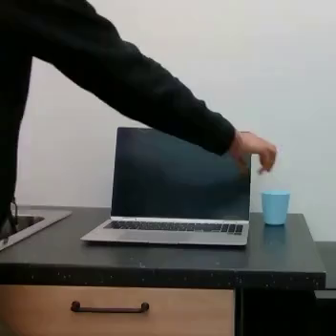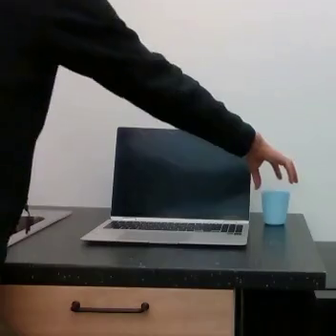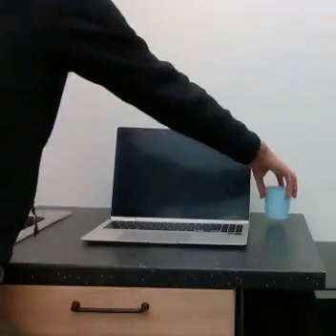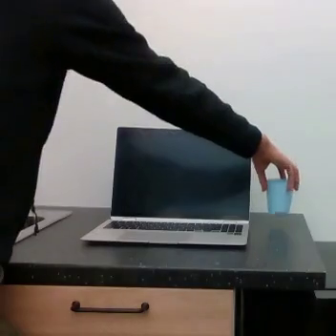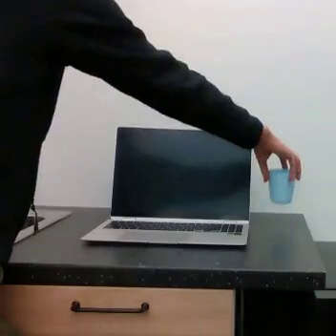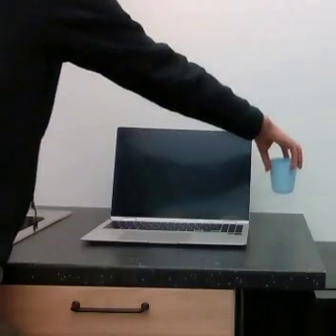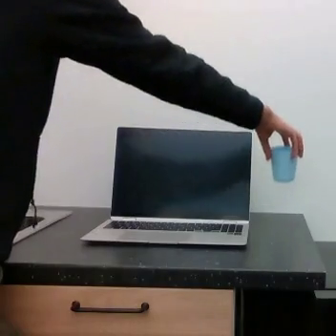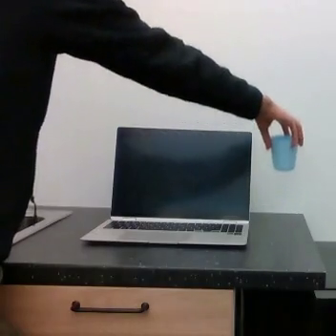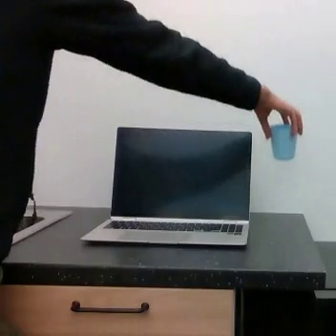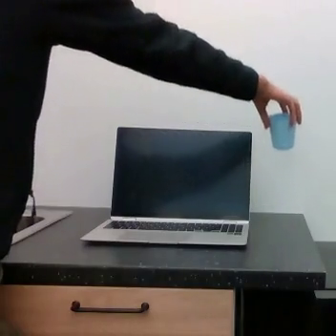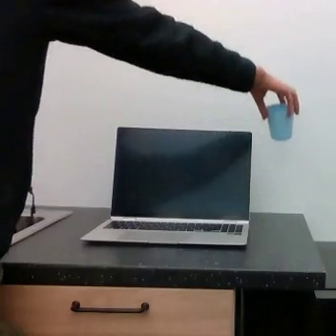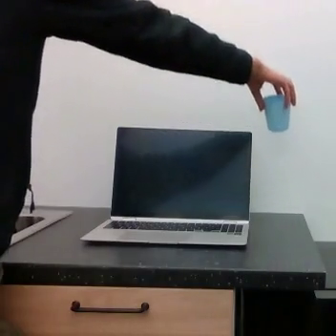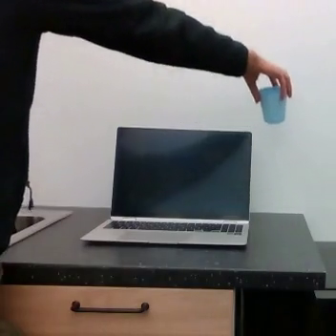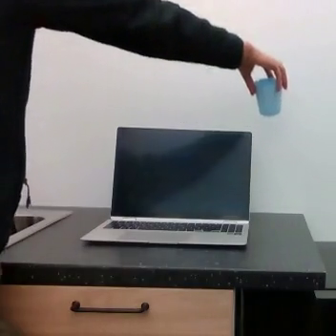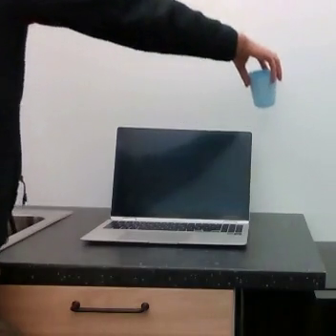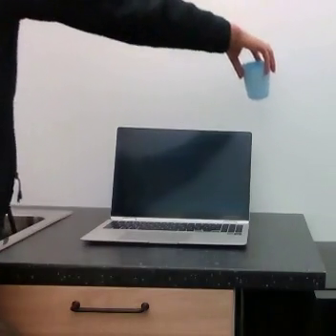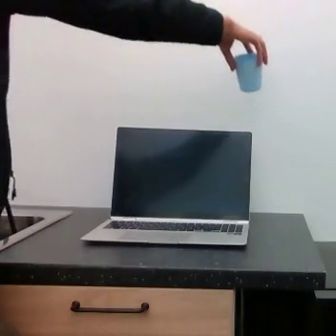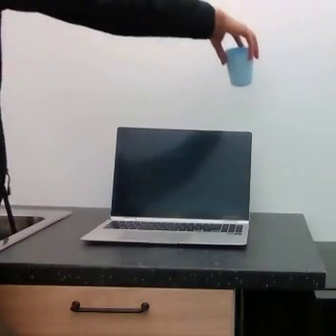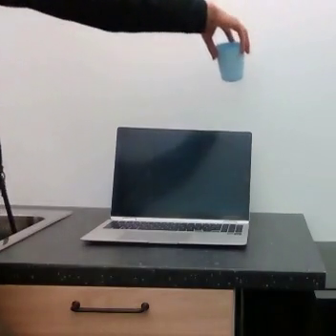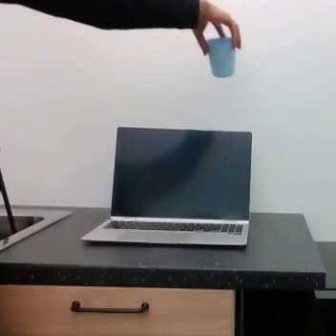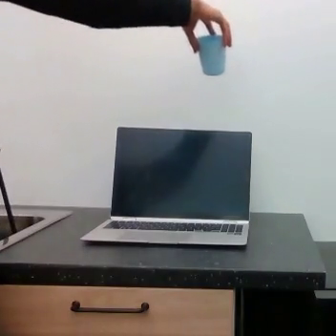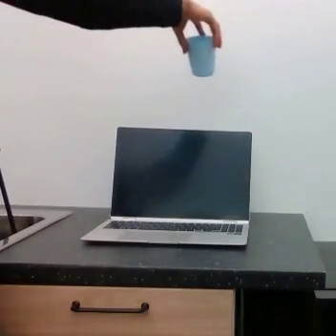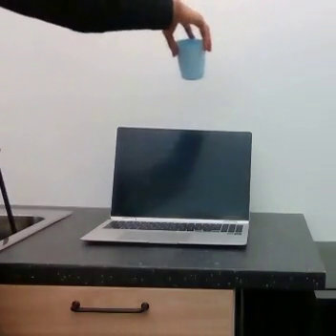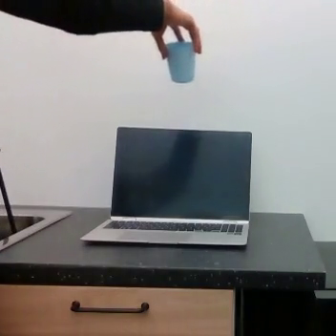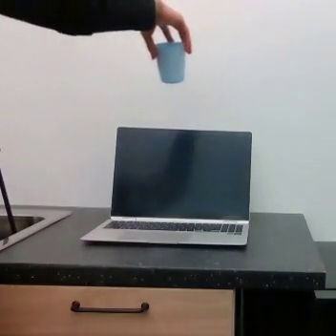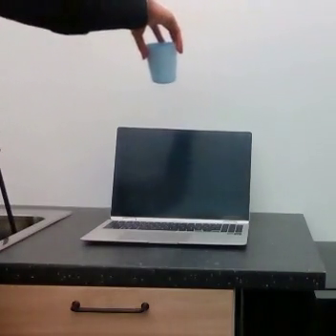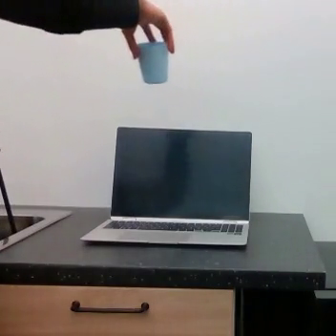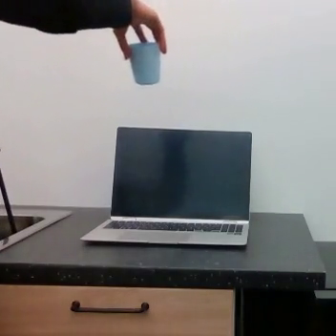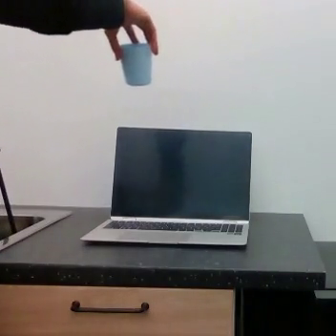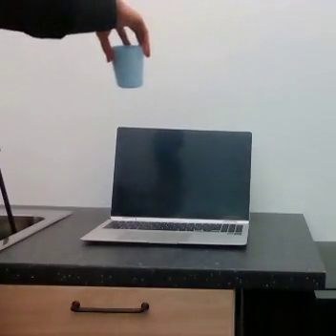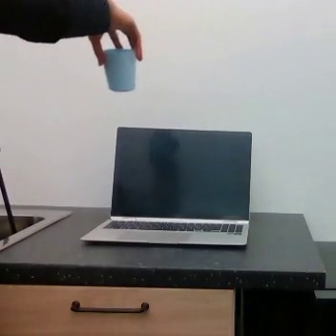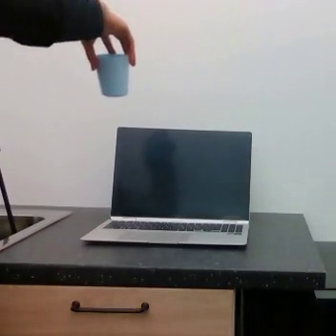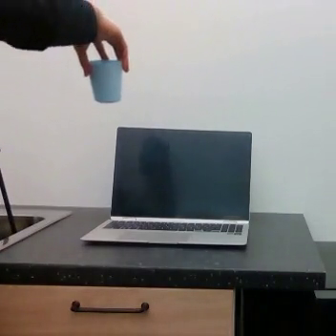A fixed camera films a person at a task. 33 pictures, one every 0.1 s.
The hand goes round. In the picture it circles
counterclockwise.
0.0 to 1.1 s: The hand goes upward.
1.1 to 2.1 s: The hand goes to the left and upward.
2.1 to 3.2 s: The hand goes to the left.
In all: It circles counterclockwise, turning through about 270 degrees.
Task: pick up the cup and place it to the lower left of the laptop.
